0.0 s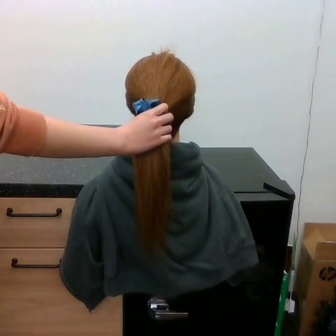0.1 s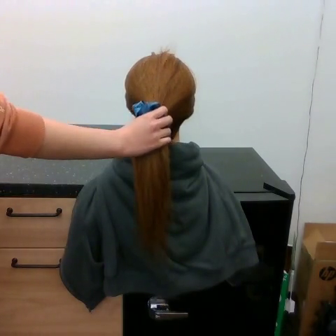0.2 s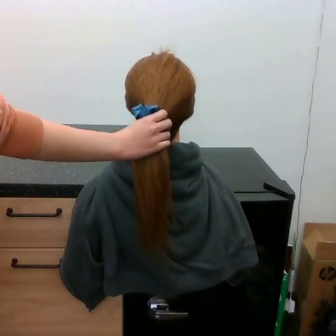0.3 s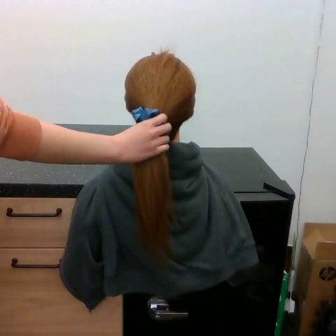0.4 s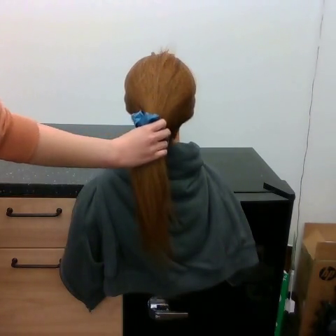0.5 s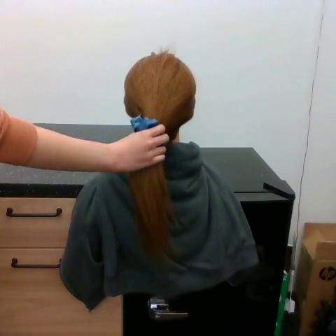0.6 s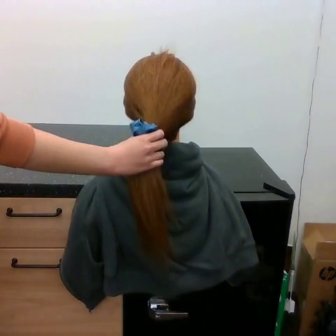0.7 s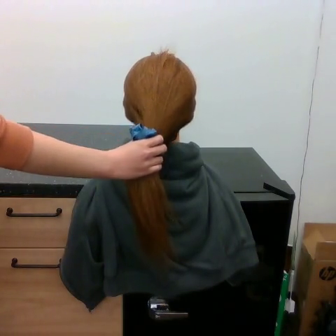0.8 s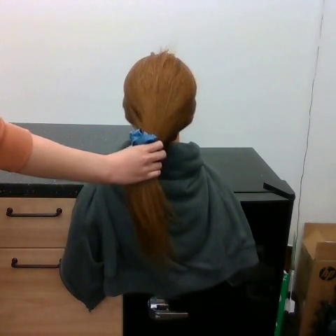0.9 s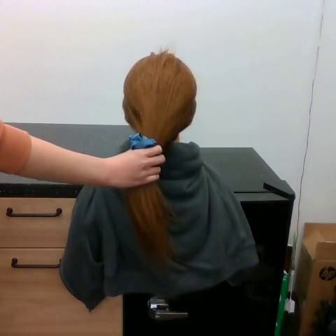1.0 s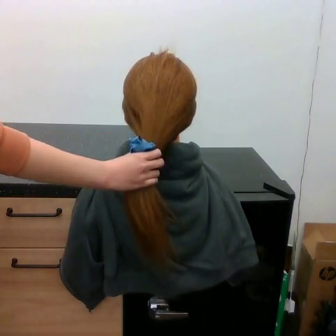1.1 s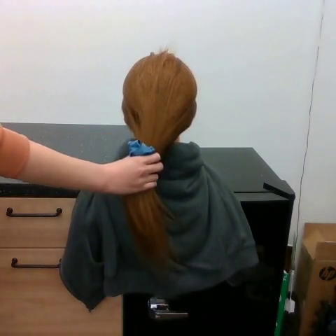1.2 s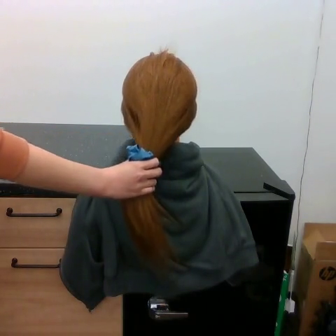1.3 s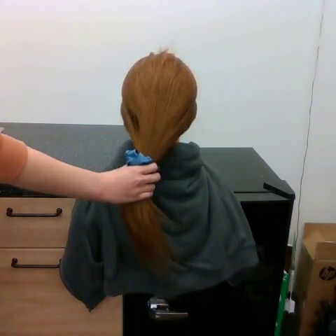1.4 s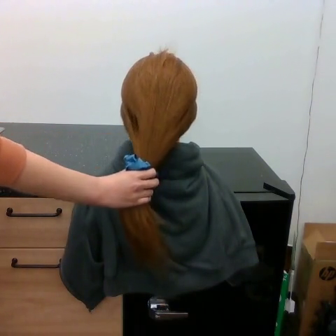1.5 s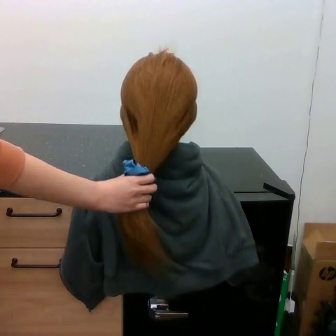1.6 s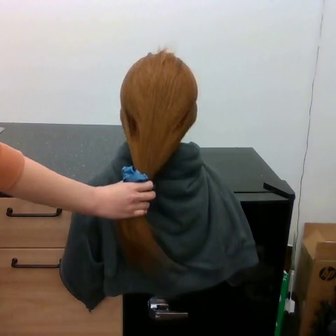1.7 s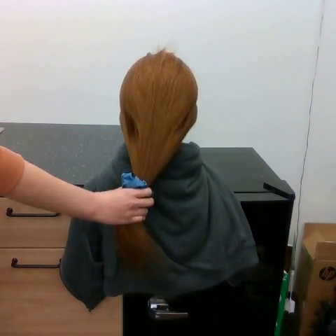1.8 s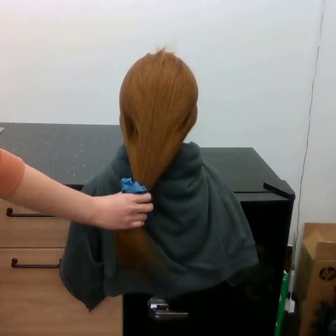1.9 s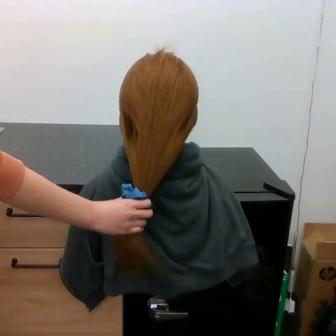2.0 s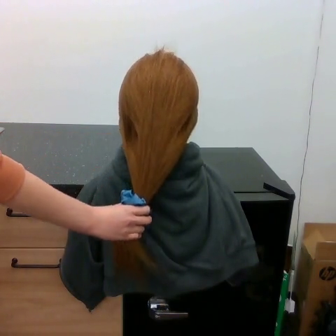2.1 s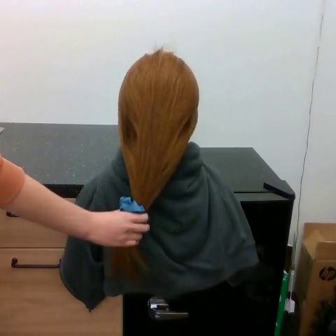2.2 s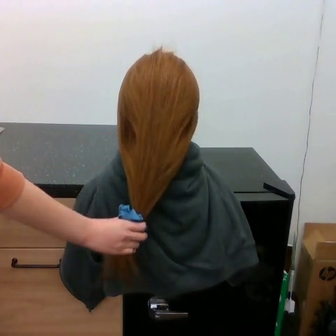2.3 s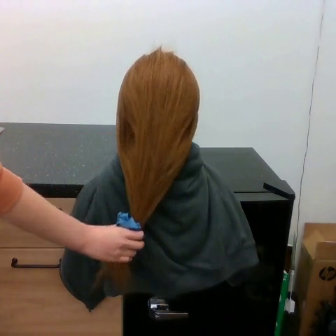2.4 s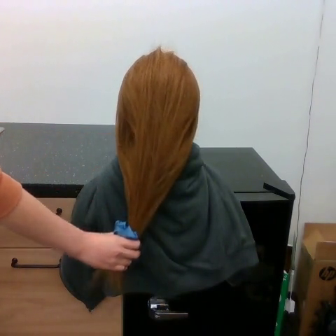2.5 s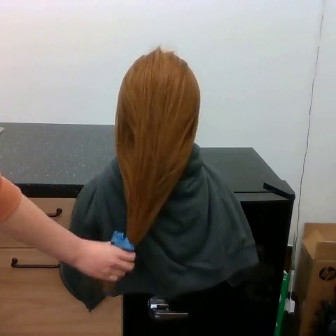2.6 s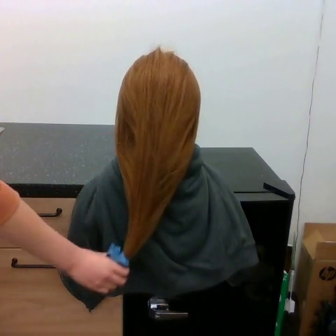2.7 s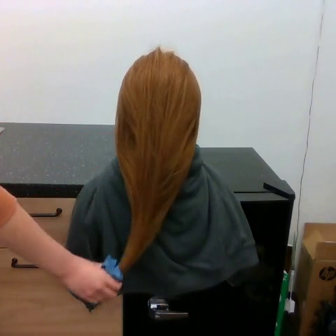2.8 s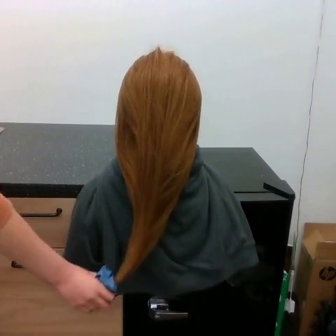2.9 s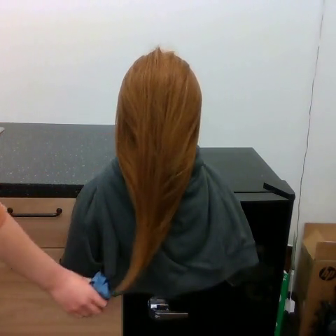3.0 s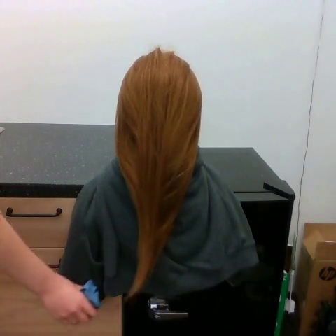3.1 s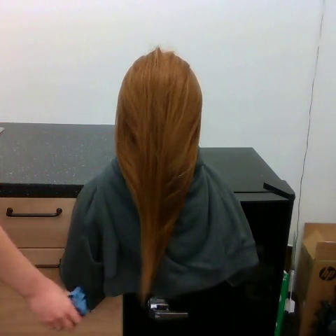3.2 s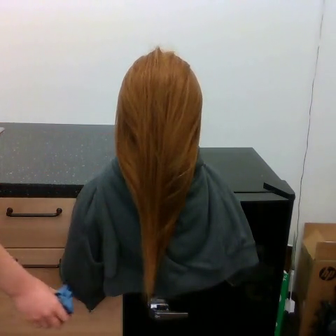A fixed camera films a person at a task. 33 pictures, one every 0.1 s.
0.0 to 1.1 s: The hand goes downward.
1.1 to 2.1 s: The hand goes downward.
2.1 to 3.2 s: The hand goes downward and to the left.
Task: remove hair tie.
